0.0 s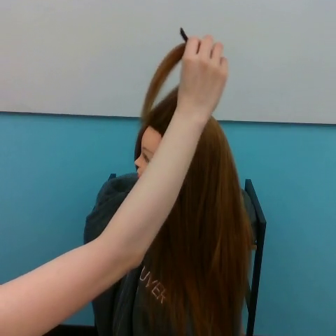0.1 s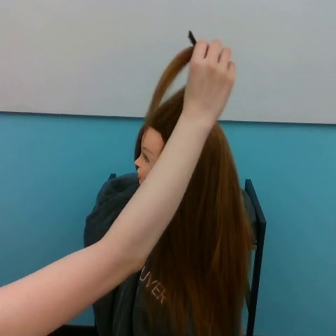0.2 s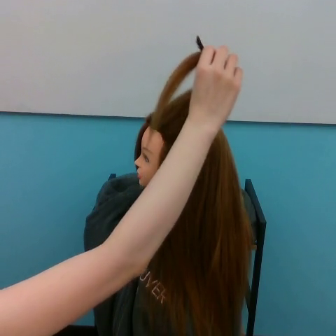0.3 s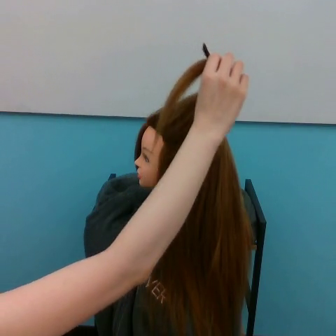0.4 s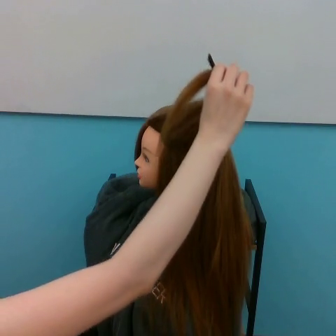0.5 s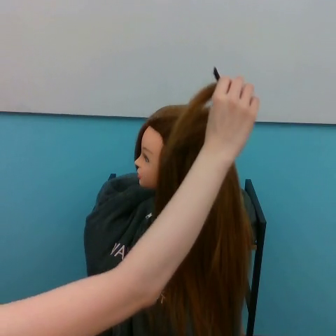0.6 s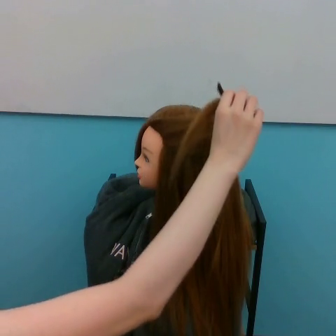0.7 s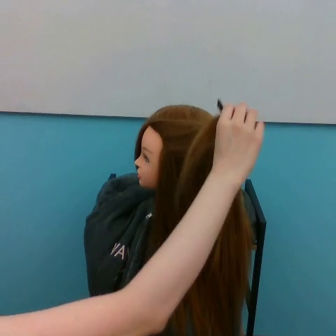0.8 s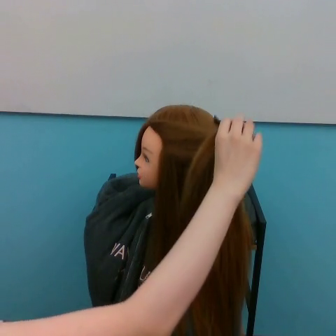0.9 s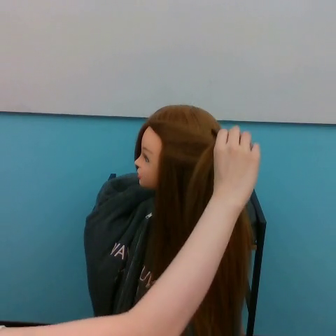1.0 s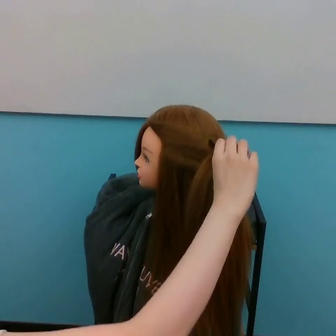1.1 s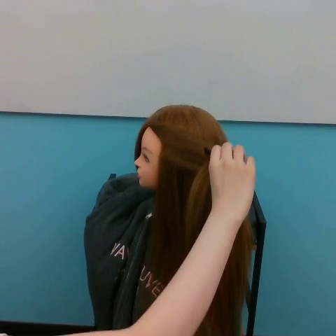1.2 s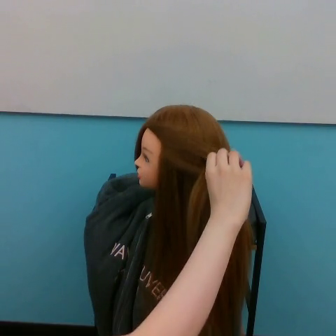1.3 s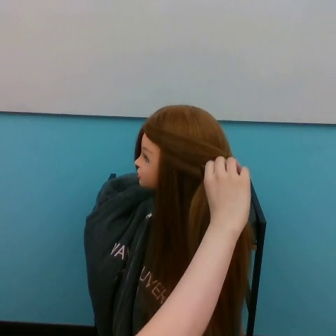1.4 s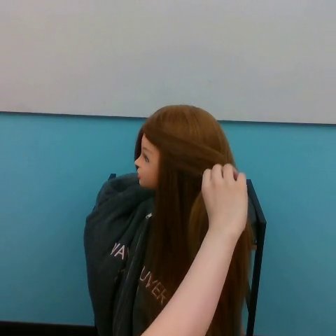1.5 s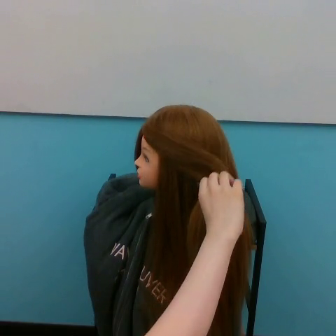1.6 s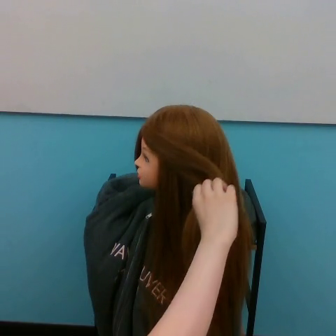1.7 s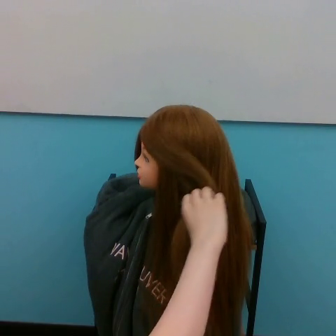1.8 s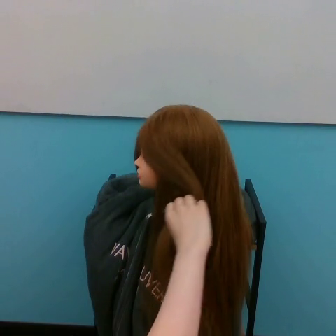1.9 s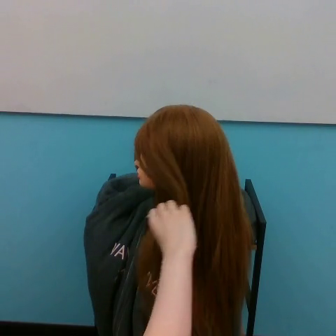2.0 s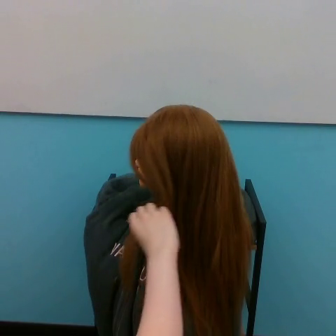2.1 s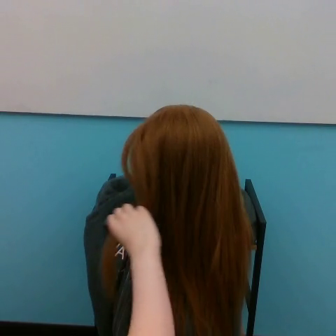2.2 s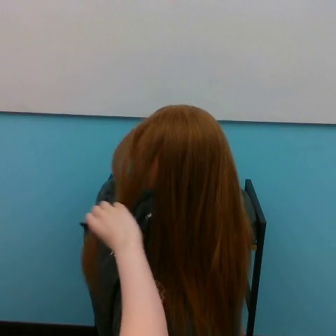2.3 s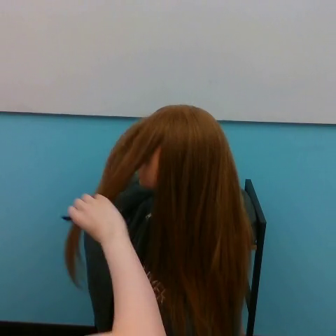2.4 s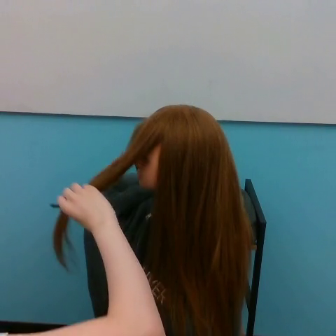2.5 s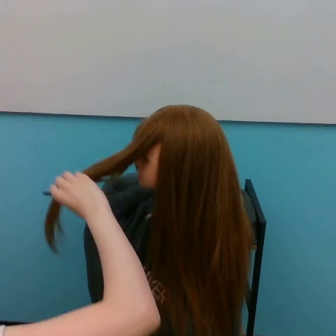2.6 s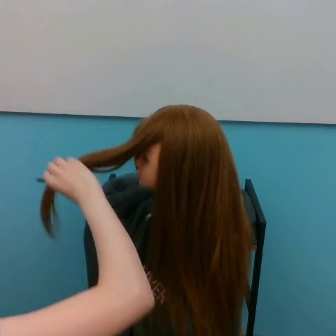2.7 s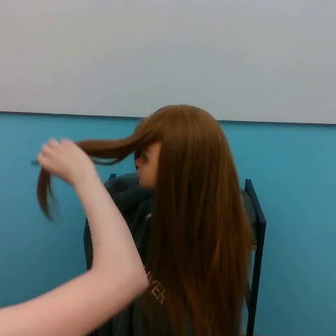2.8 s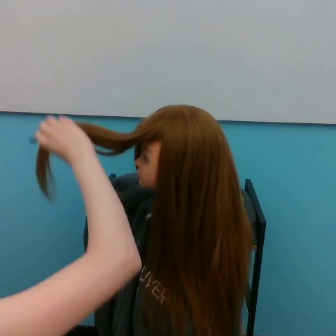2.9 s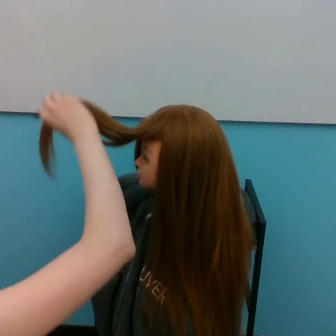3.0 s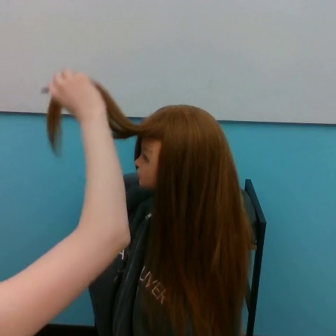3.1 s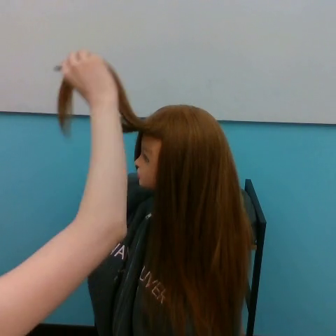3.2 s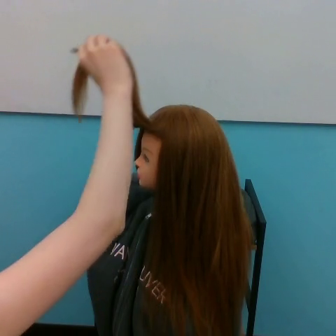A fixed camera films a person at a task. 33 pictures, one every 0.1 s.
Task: tidy side hair.
0.0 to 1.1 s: The hand goes downward, on a clockwise arc.
1.1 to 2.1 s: The hand goes to the left and downward.
2.1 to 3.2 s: The hand goes upward, on a clockwise arc.
In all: It circles clockwise, turning through about 270 degrees.
